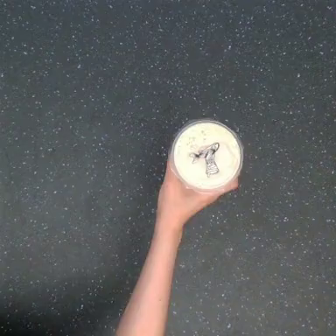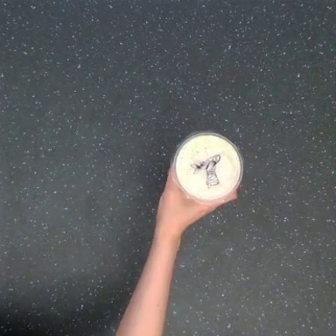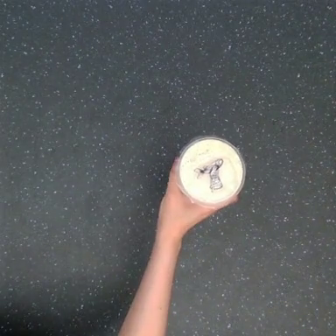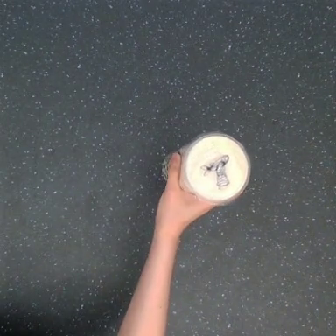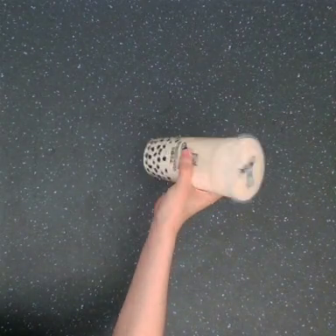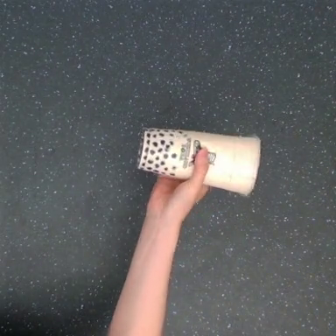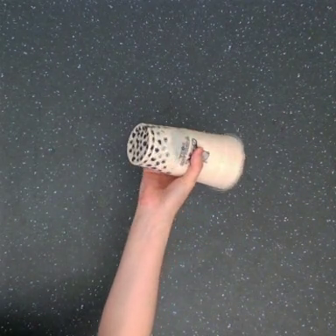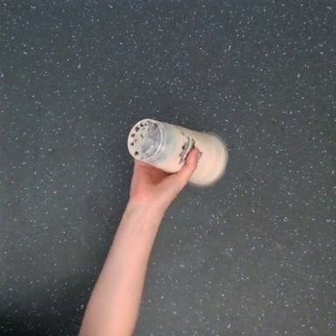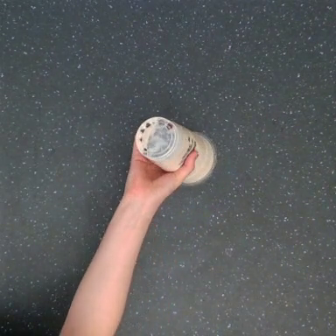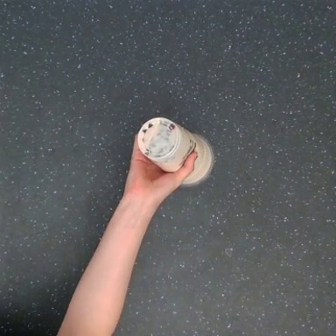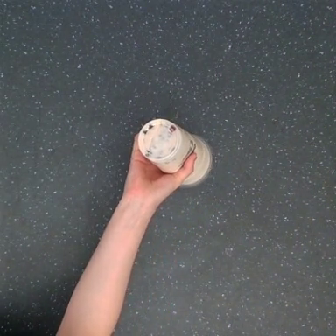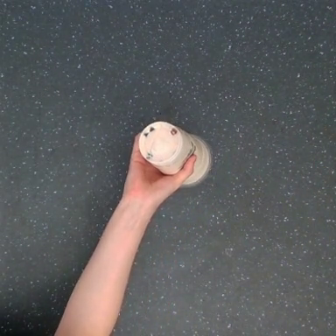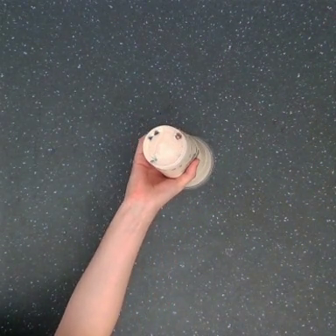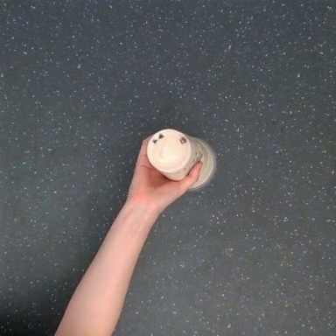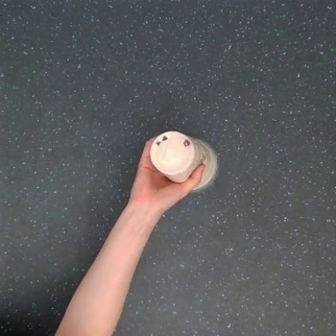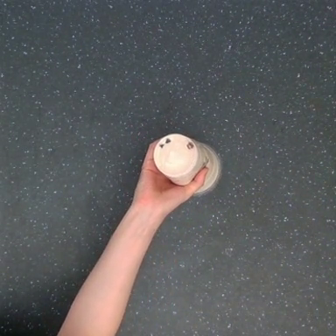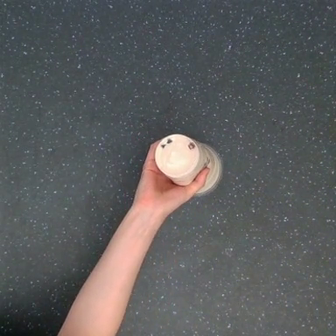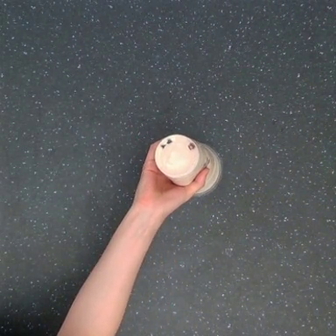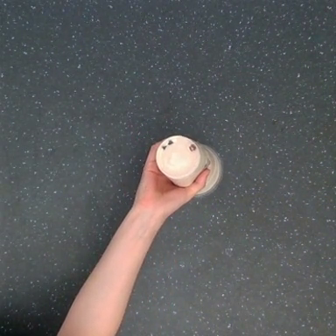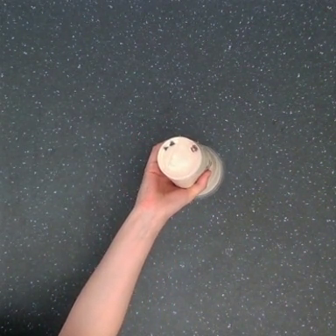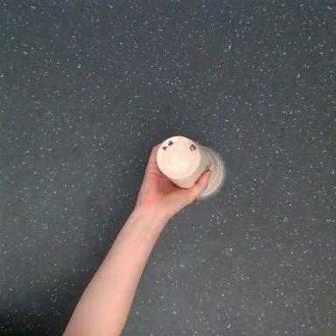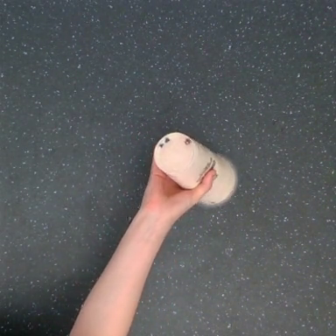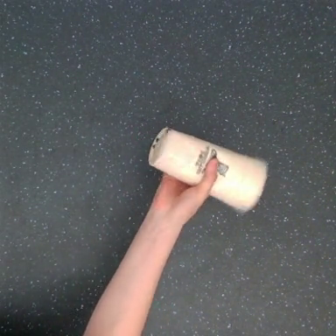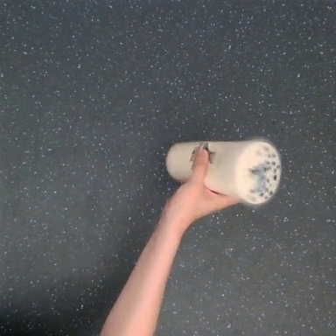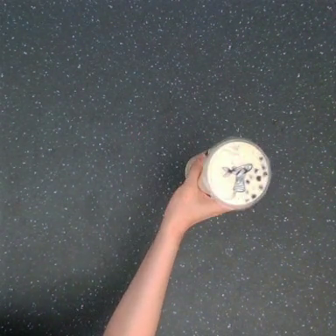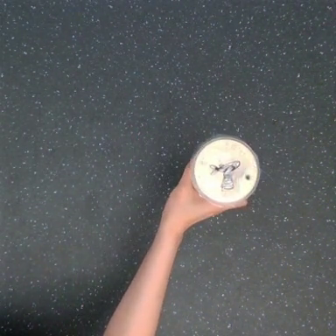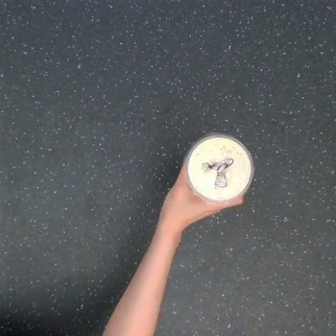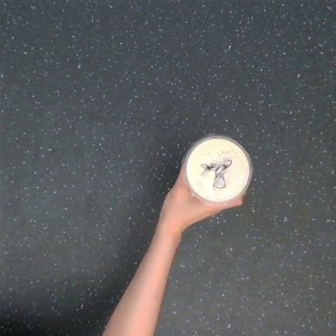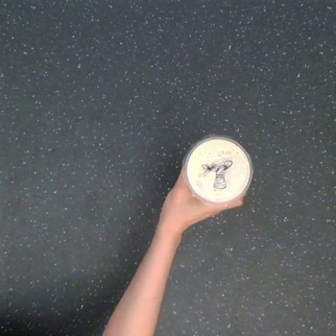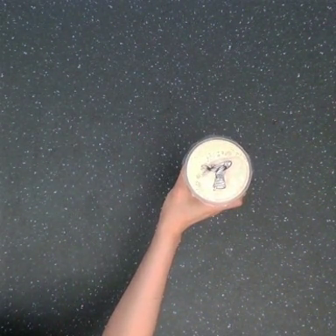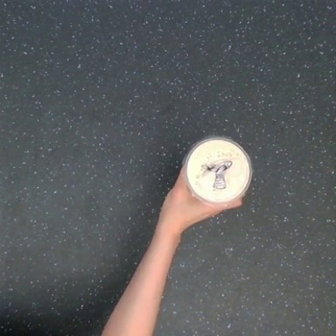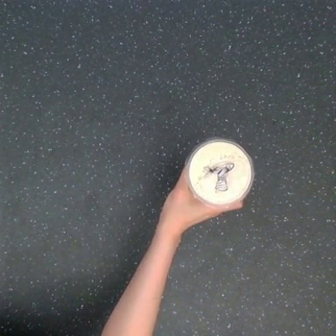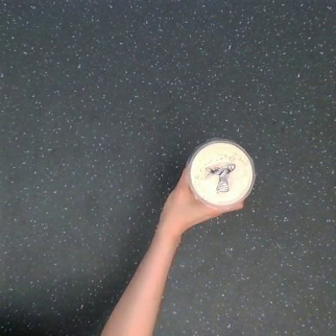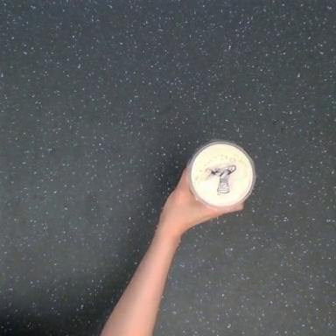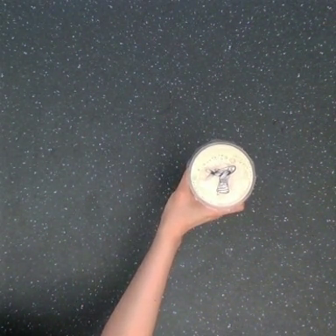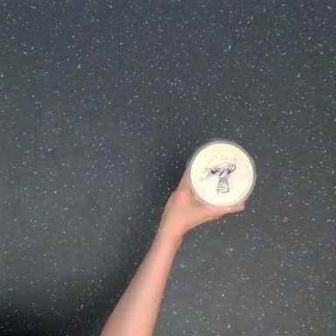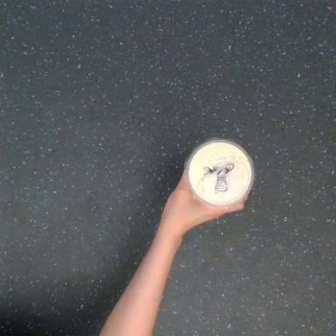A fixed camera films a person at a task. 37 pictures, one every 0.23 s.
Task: shake the boba.
Motion: completely flip the object to the right and flip it back to its initial state.
0.00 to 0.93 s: The hand moves only a little.
0.93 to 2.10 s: The hand goes to the left and upward.
2.10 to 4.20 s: The hand goes to the right.
4.20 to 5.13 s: The hand goes to the right.
5.13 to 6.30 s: The hand goes to the right and downward.
6.30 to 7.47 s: The hand stays where it is.
7.47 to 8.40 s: The hand moves only a little.
